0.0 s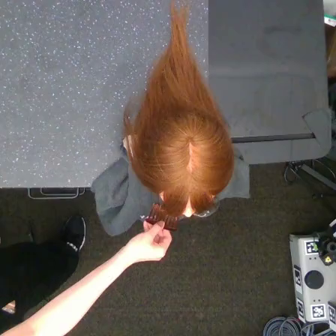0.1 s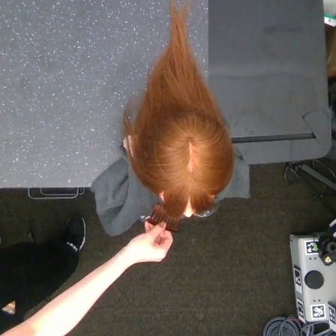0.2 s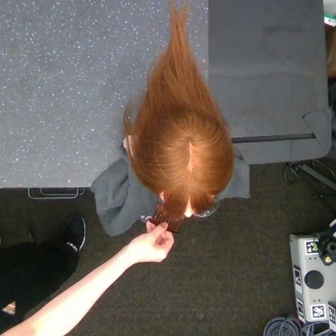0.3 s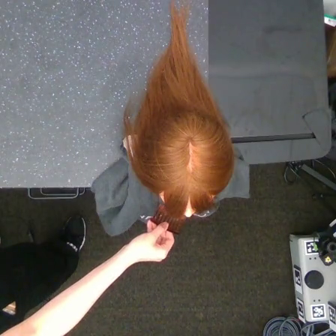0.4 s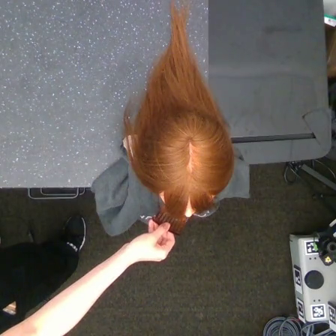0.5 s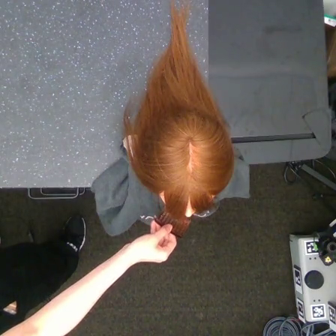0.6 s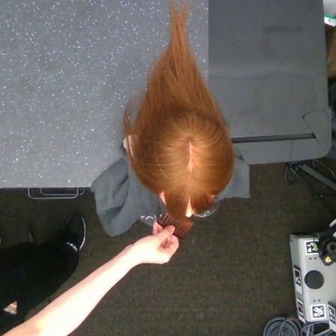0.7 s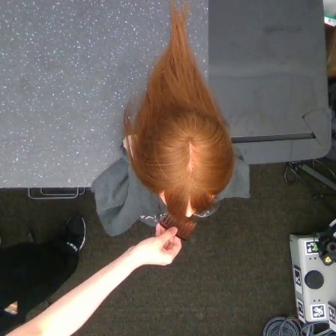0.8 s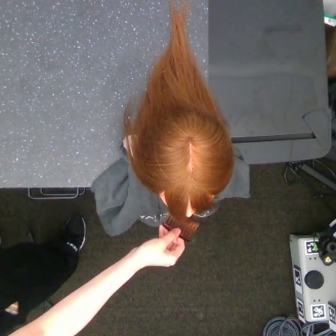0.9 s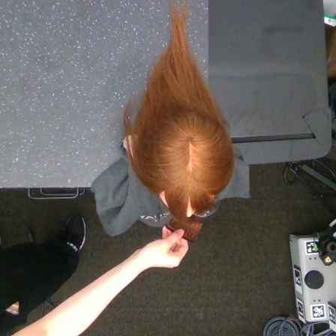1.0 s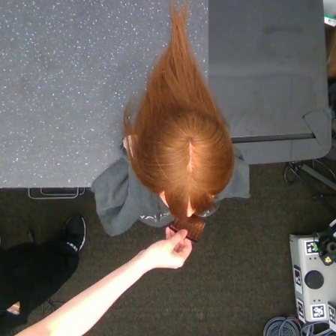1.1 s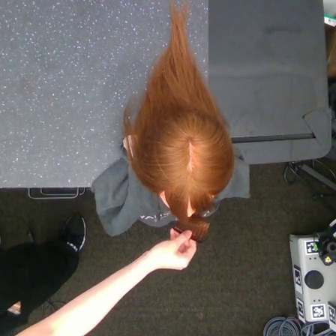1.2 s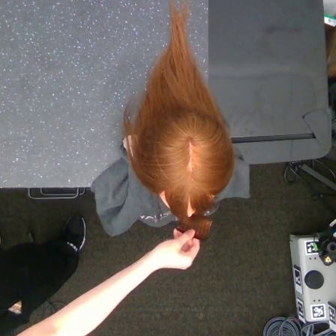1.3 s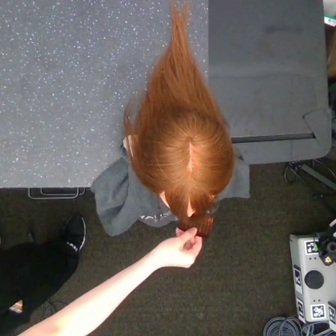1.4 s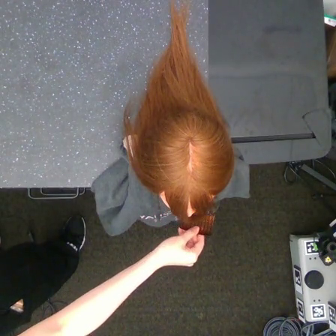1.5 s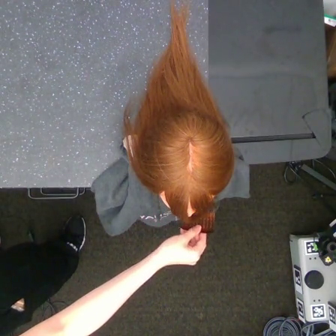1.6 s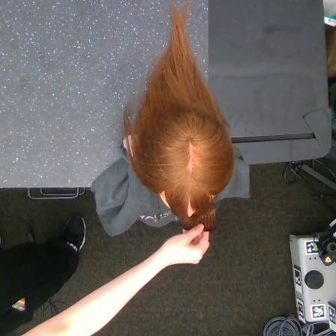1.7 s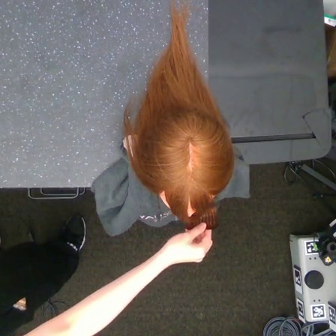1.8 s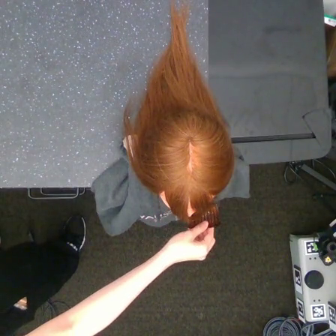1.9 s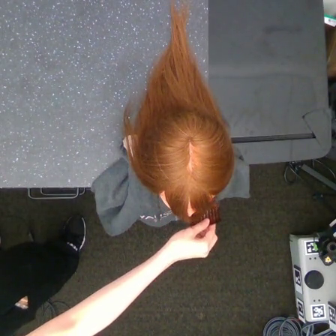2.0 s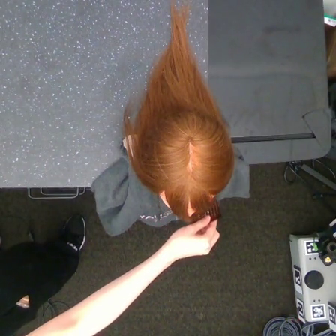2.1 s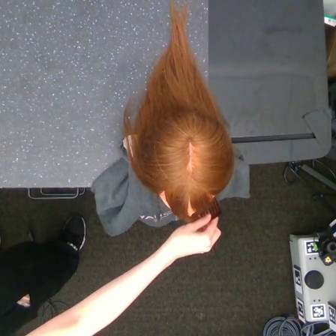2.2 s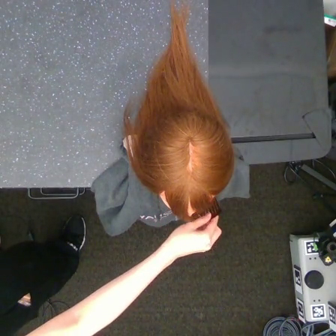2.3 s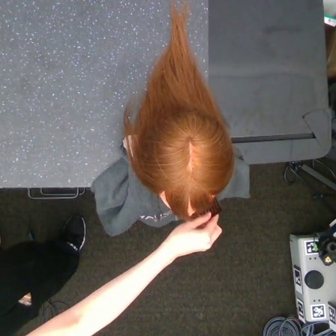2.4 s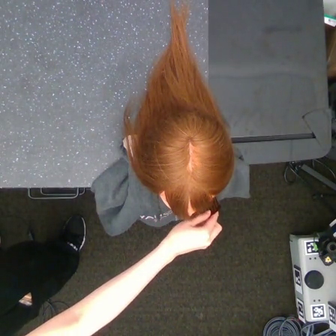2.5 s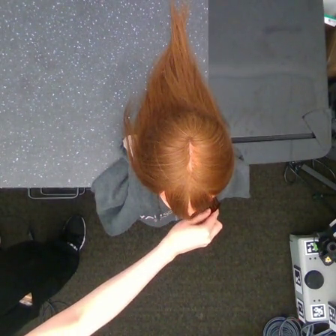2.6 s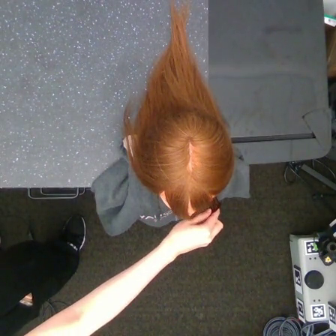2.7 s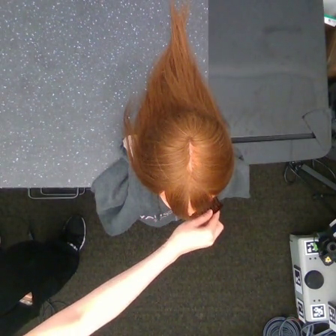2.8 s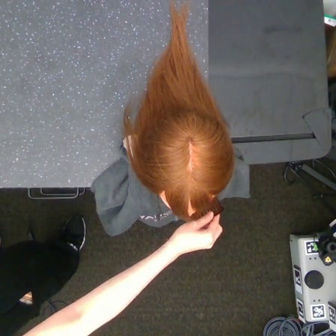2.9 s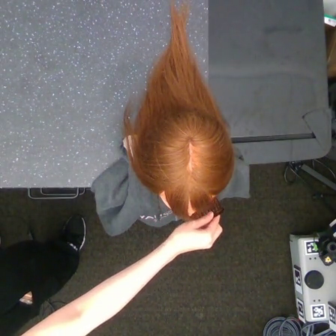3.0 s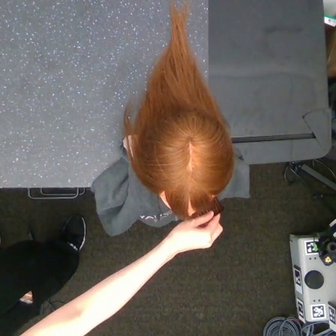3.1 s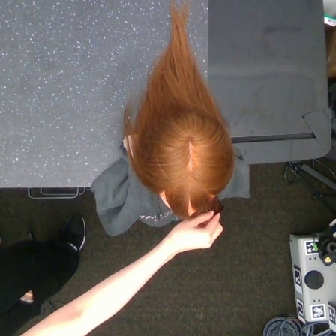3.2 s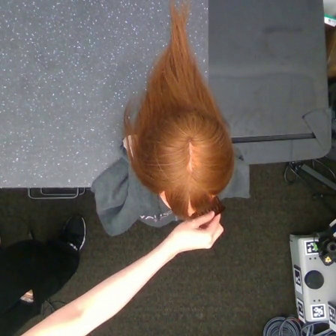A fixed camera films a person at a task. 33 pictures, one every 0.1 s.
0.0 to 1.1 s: The hand goes to the right.
1.1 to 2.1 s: The hand goes to the right.
2.1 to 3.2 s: The hand moves only a little.
Task: tidy front hair.
